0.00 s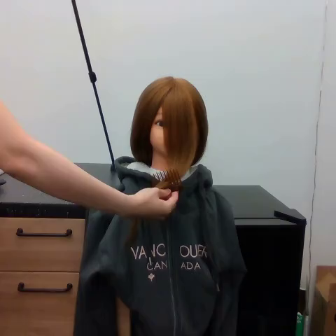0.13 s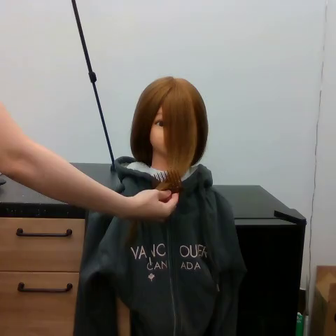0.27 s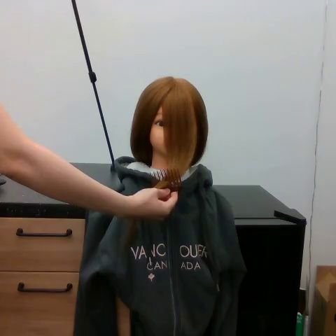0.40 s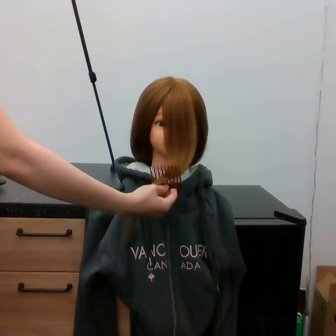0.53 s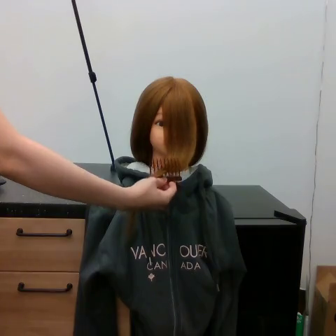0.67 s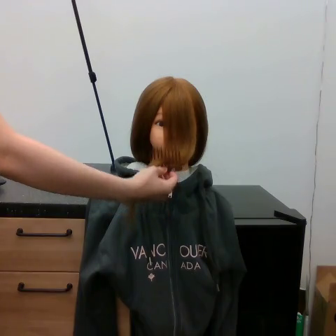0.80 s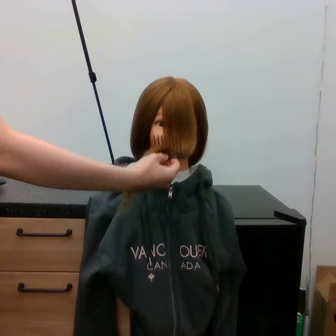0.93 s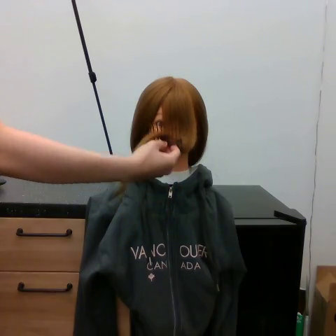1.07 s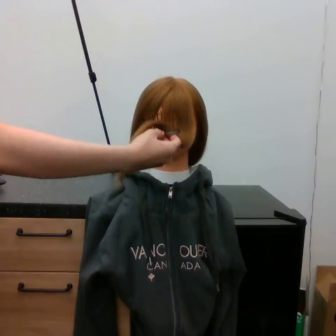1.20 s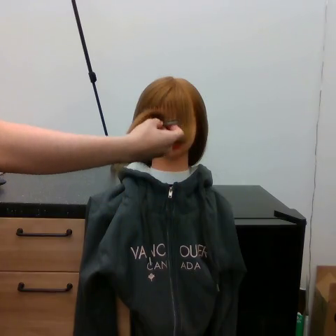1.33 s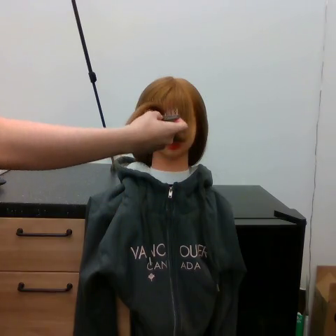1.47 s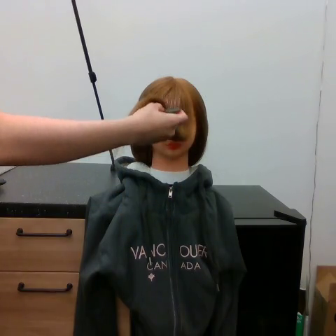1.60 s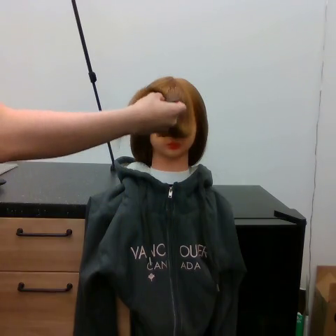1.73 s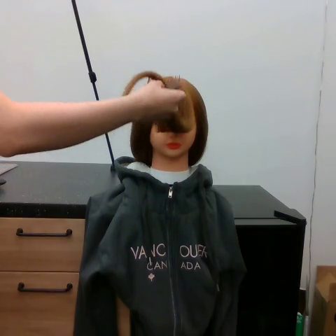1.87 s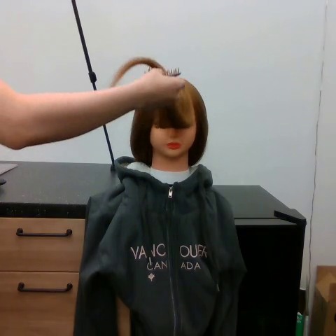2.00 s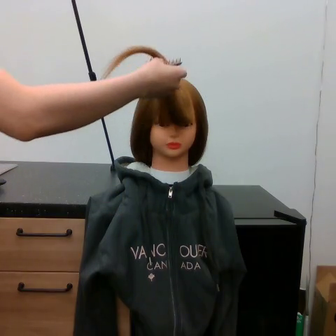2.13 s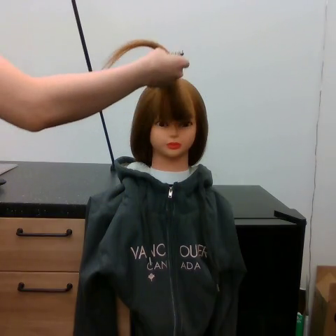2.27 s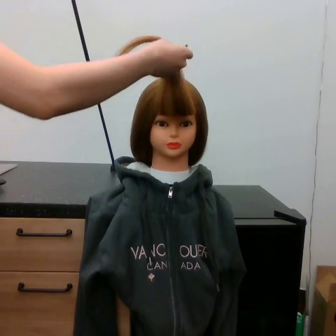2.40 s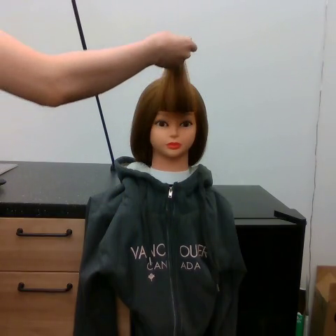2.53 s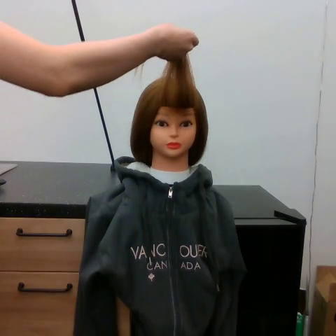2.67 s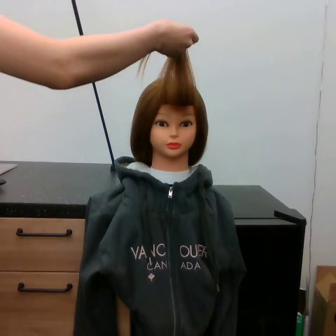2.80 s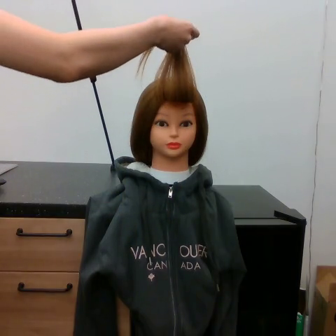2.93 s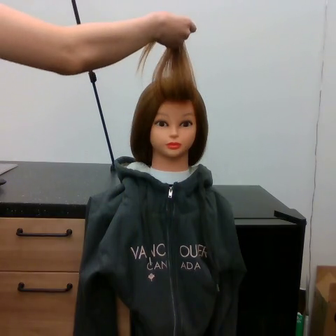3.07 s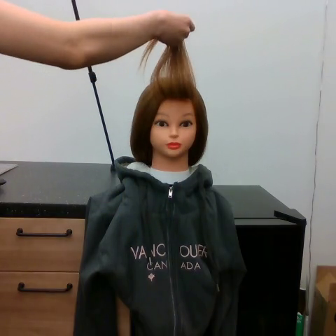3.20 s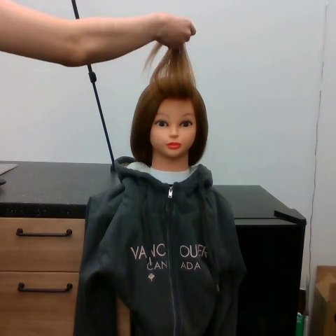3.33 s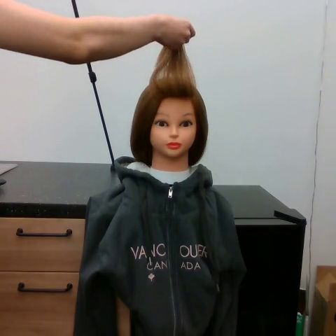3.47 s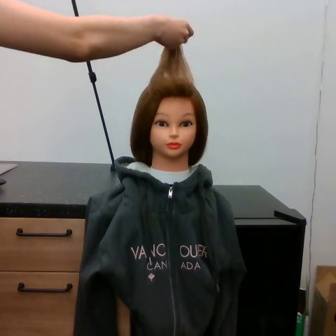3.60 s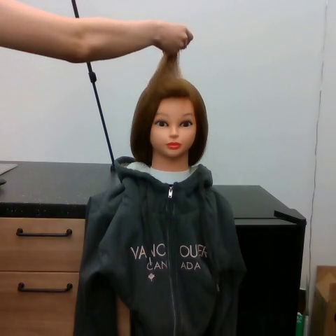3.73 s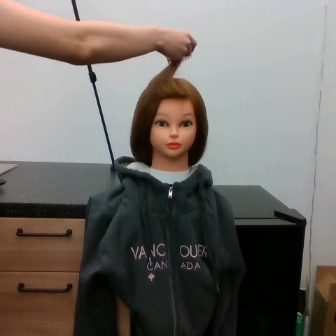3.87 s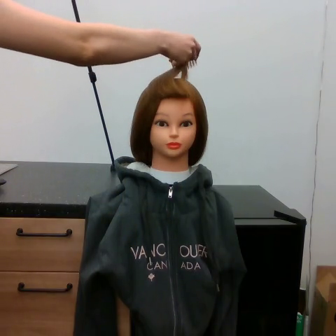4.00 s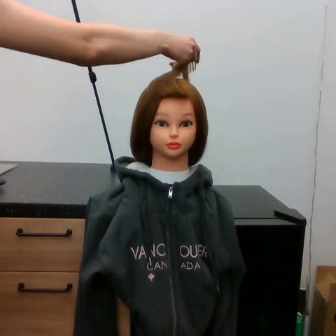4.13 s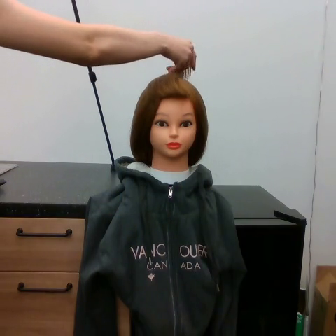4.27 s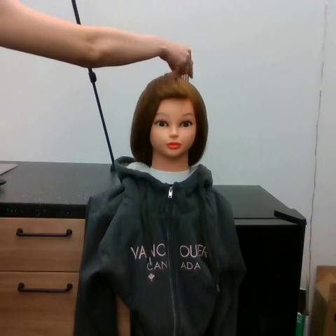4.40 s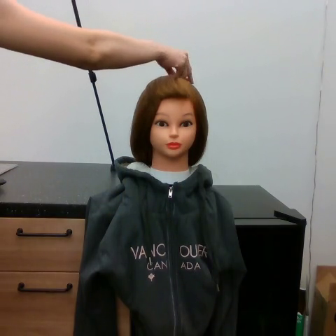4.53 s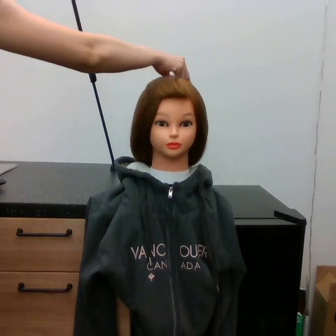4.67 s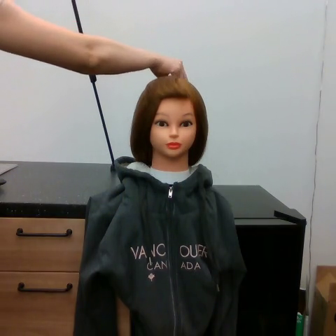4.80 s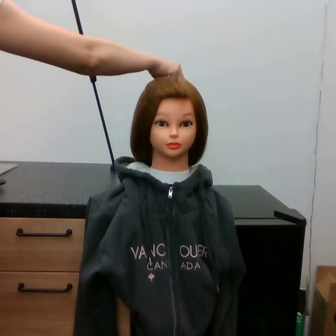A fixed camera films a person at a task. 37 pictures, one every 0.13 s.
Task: tidy front hair.
Motion: move upward, then move downward shortly.
0.00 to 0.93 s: The hand goes upward.
0.93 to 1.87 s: The hand goes upward.
1.87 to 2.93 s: The hand goes upward.
2.93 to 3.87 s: The hand goes downward.
3.87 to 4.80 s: The hand goes downward.
